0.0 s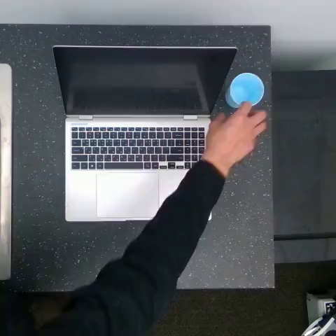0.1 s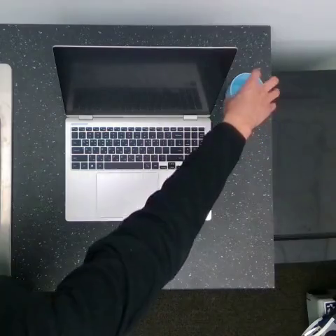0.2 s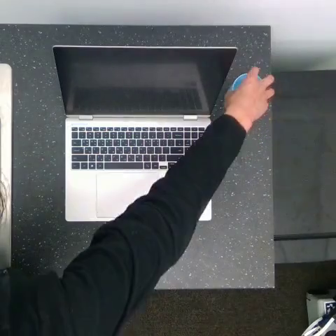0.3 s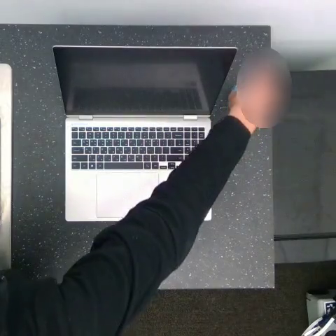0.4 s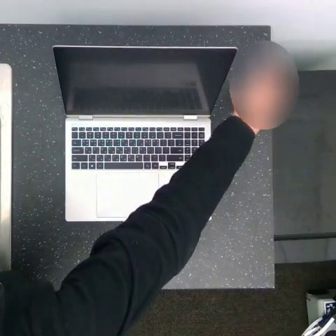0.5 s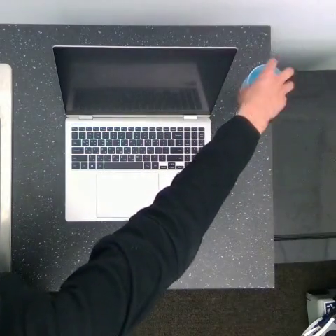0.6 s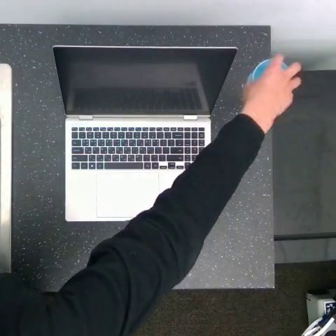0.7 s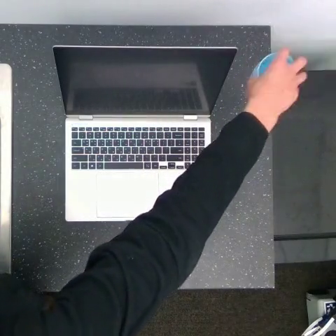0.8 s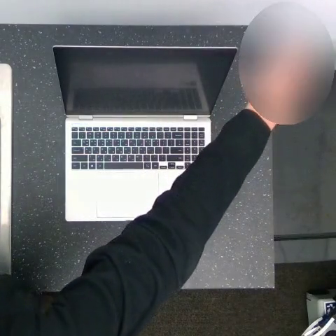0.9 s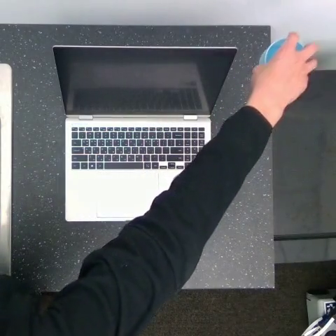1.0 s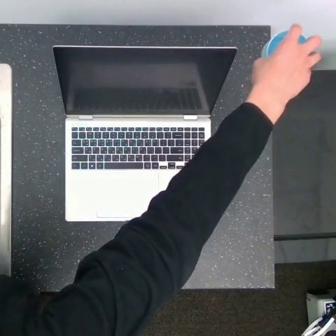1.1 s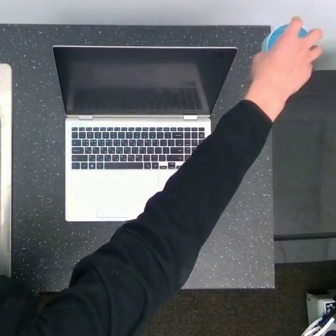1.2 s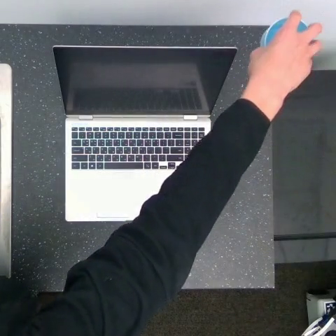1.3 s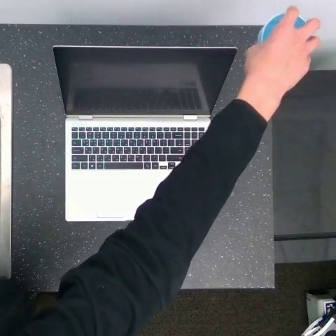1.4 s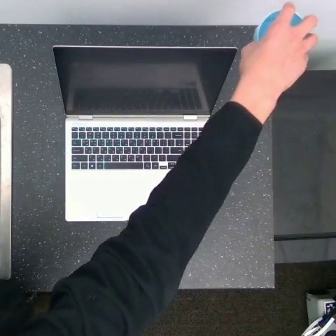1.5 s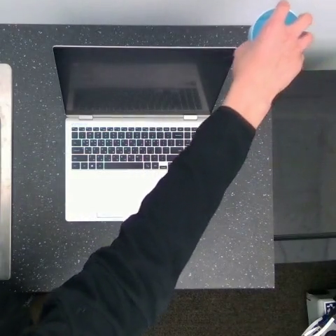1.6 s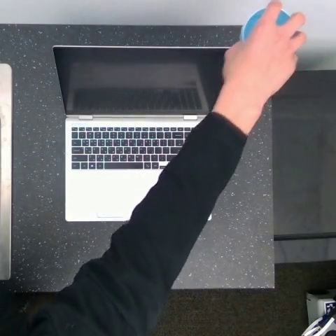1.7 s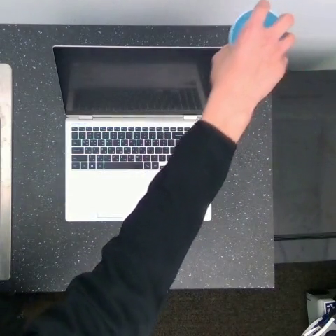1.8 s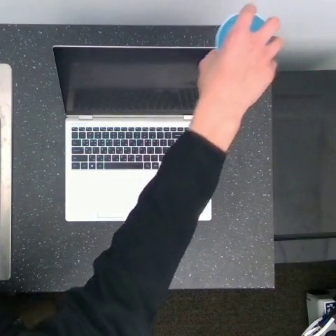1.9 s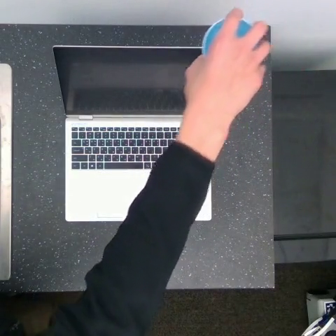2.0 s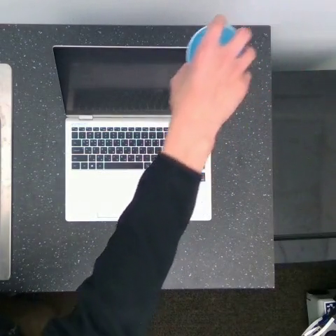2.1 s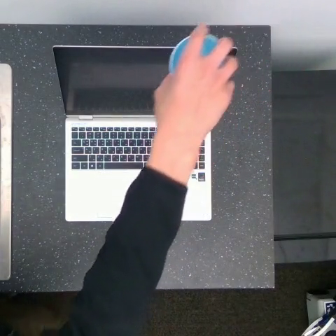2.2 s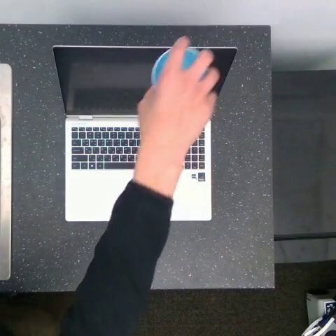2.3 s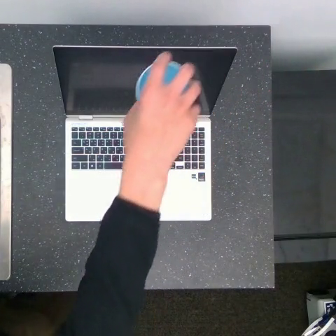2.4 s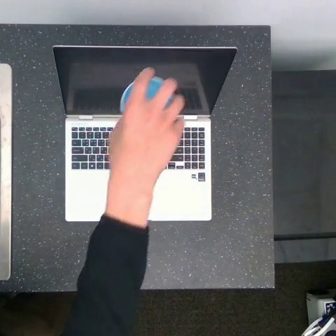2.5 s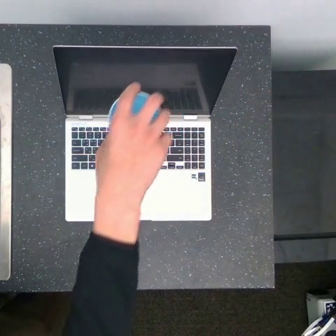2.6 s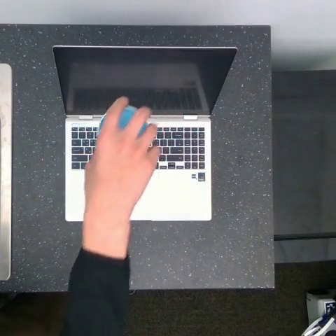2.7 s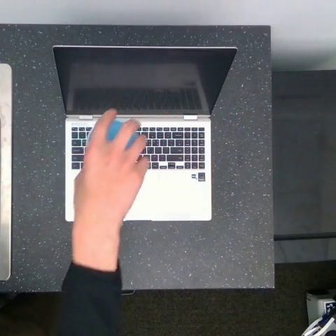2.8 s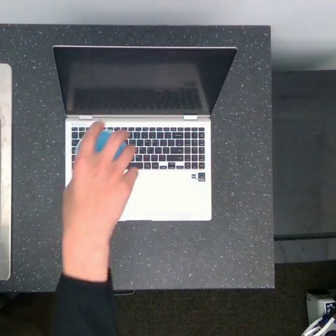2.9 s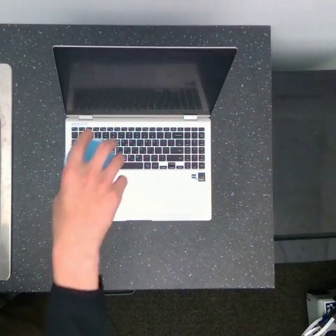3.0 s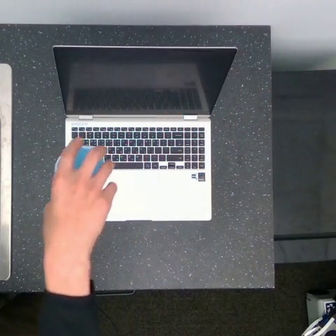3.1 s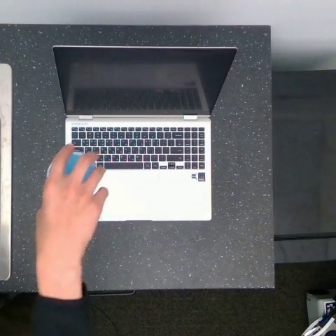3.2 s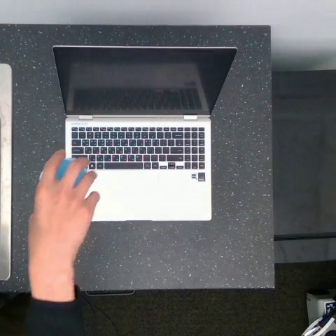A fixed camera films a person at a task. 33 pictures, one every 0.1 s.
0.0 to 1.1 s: The hand goes upward and to the right.
1.1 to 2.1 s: The hand goes to the left.
2.1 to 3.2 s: The hand goes to the left and downward.
Task: pick up the cup and place it to the lower left of the laptop.
